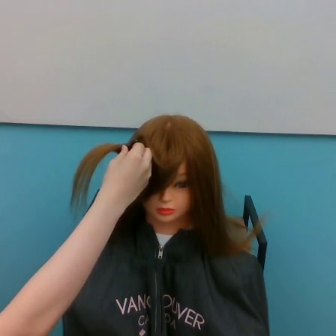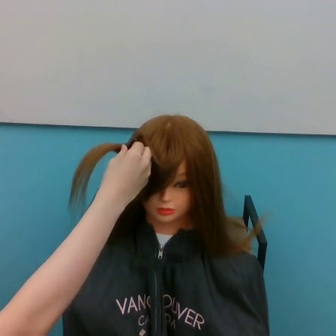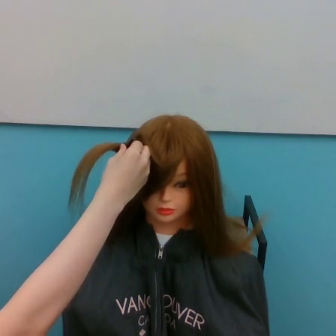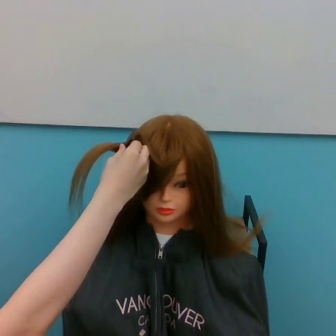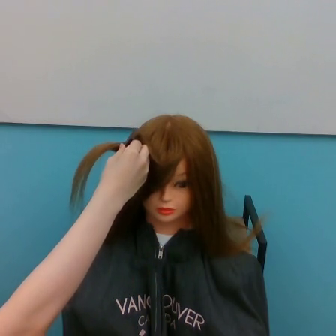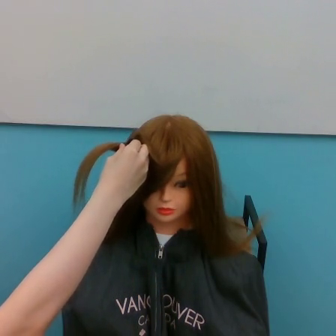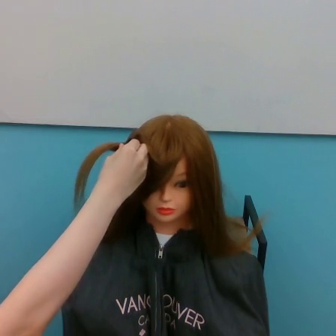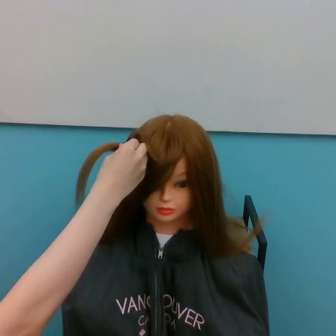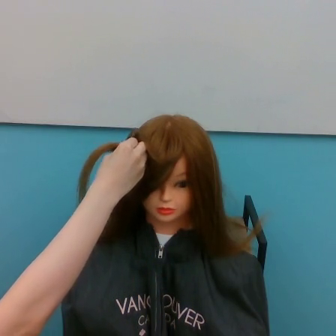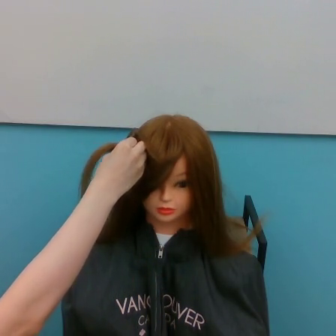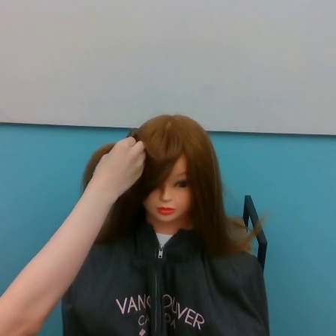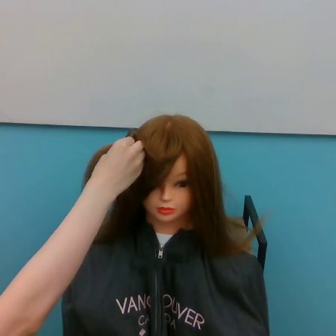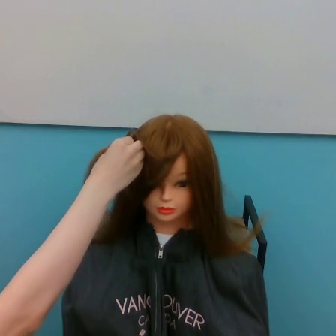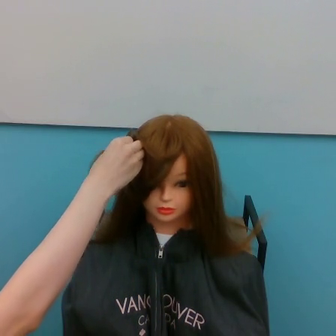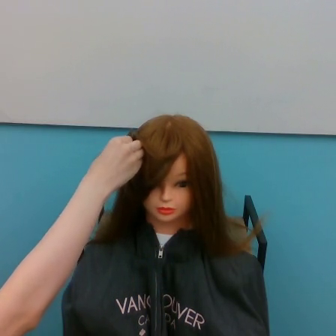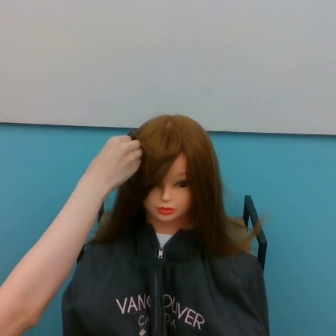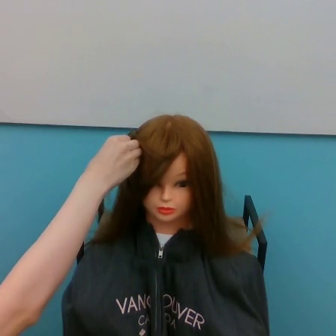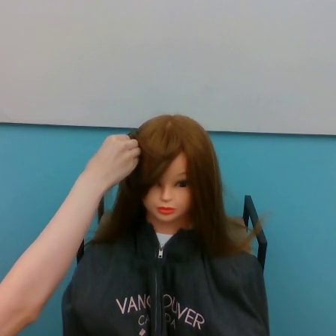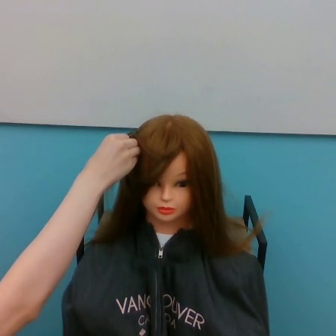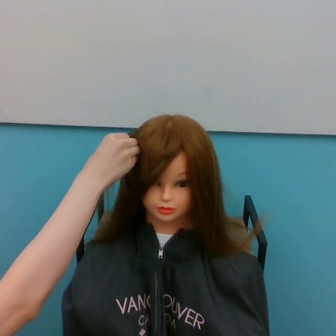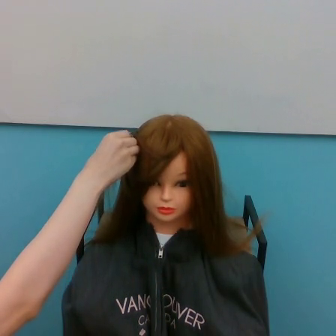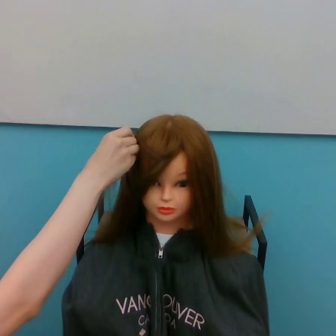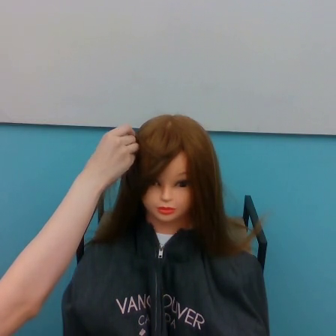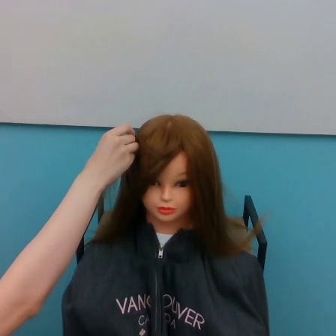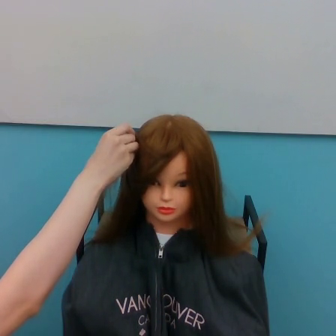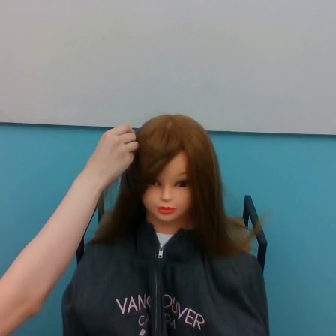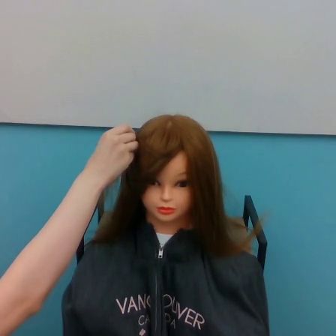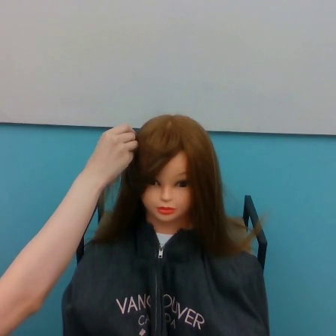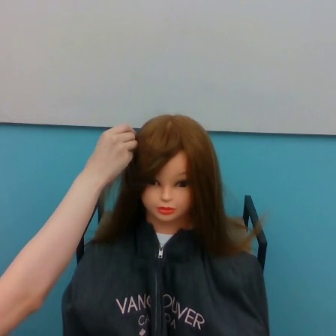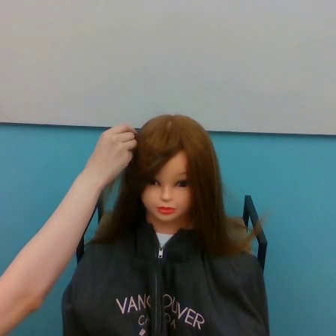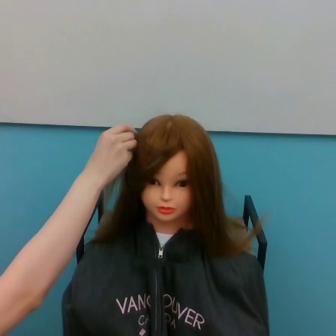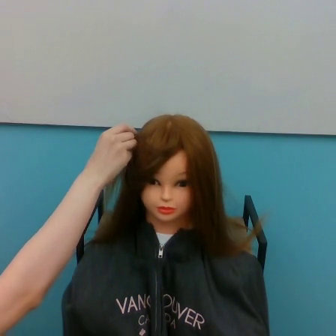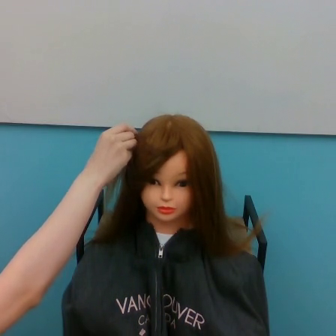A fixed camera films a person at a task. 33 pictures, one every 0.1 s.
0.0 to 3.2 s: The hand goes upward and to the left.
Task: tidy front hair.
